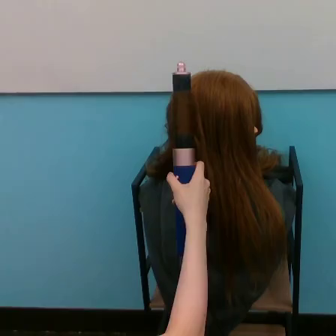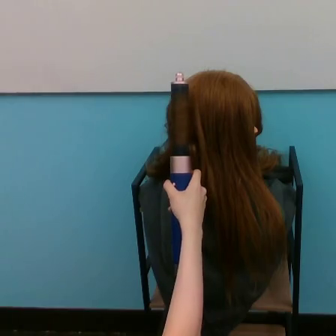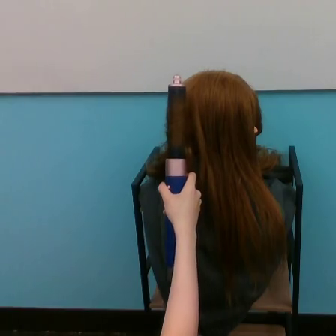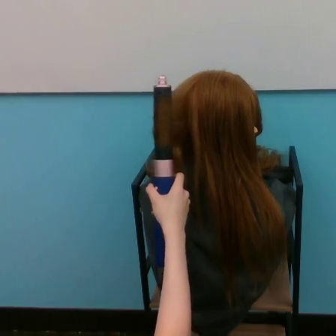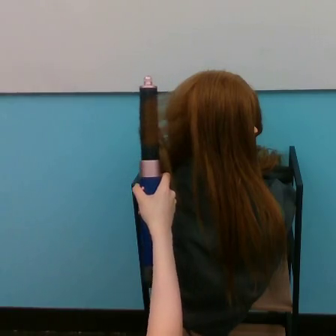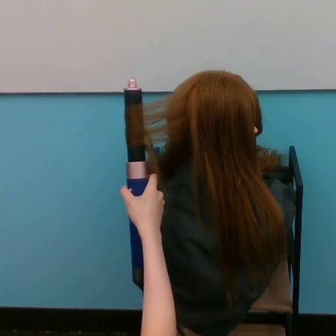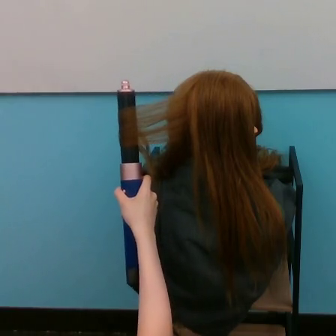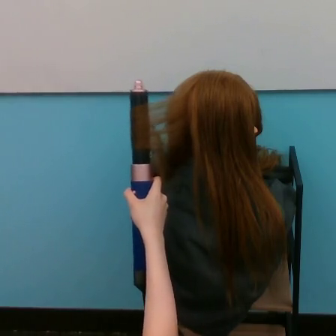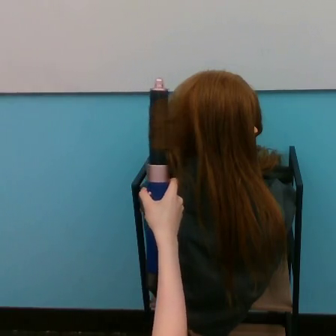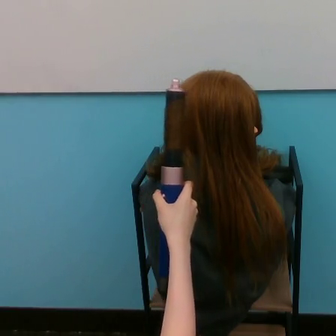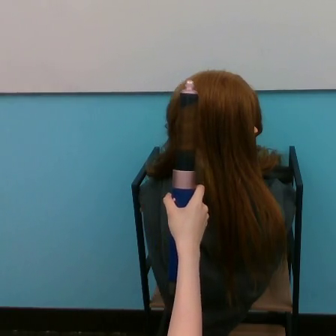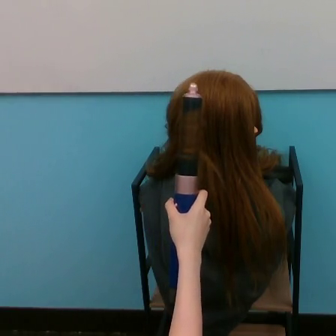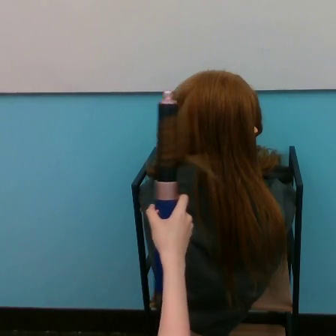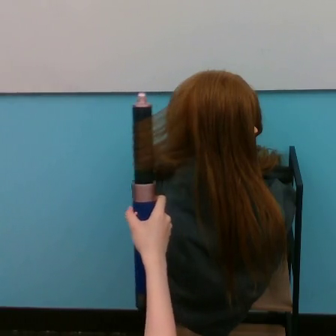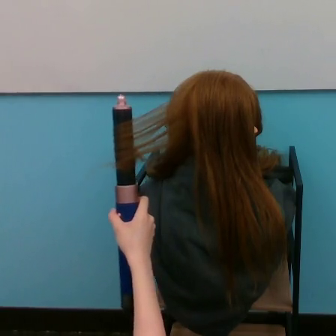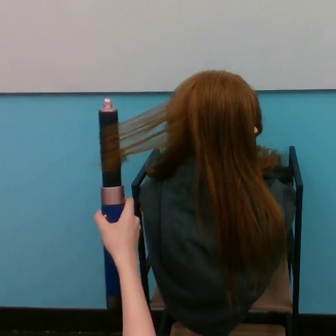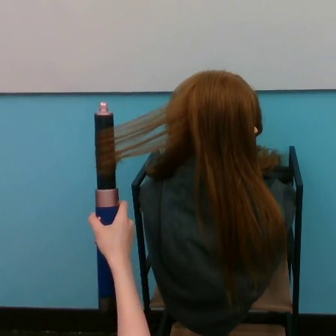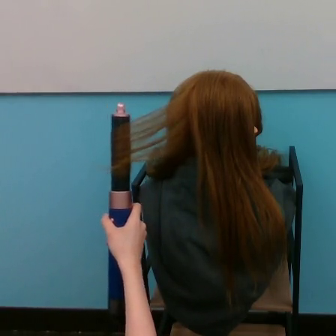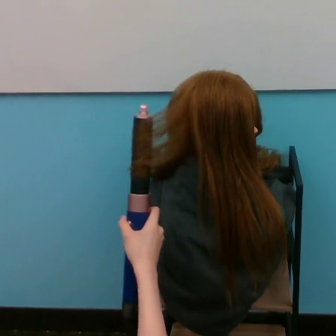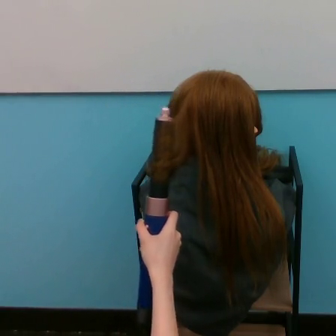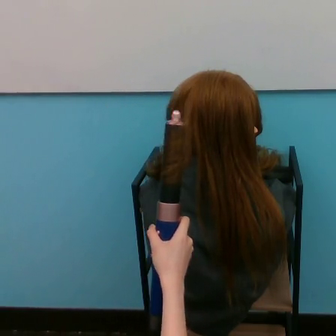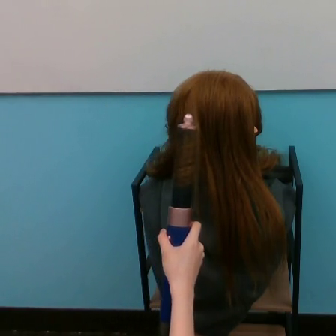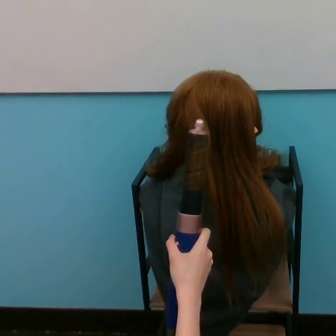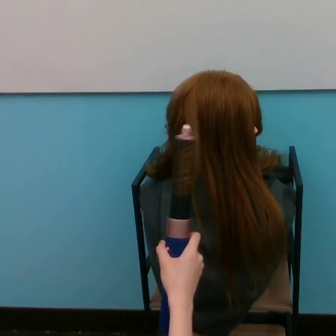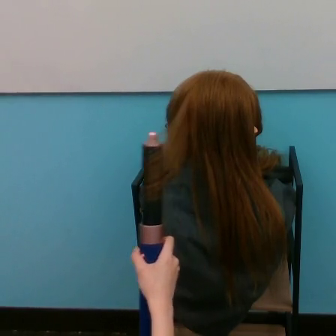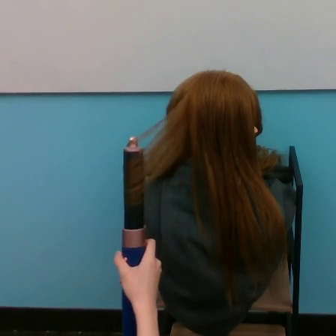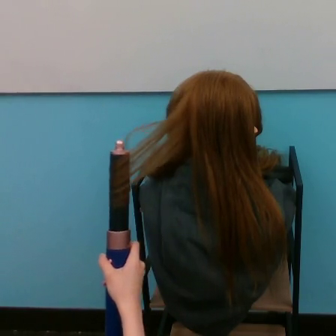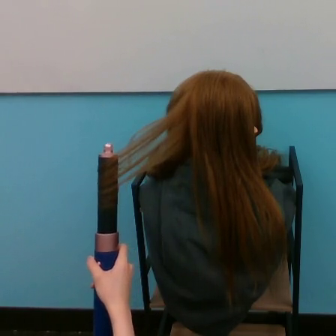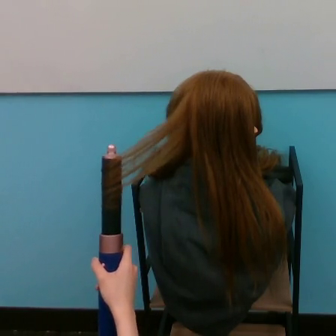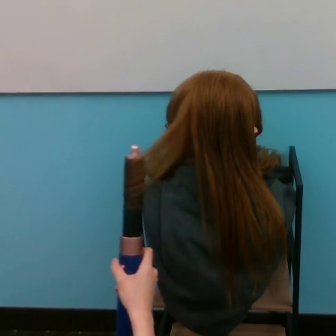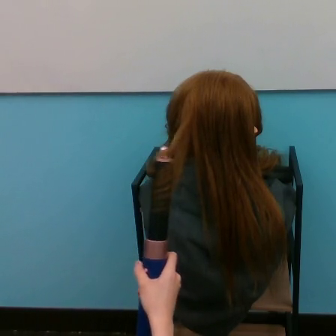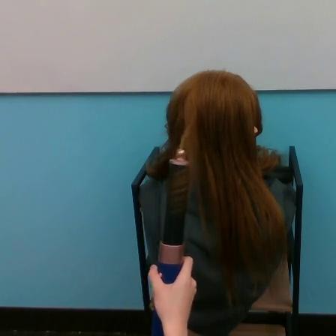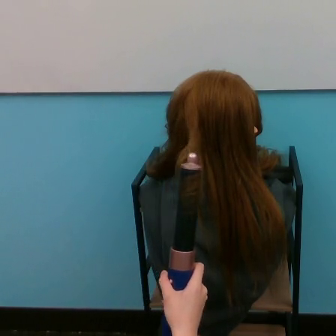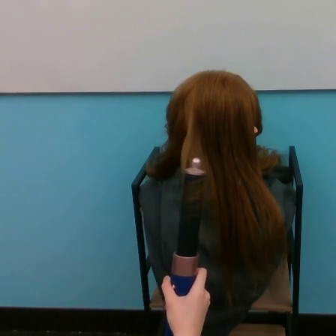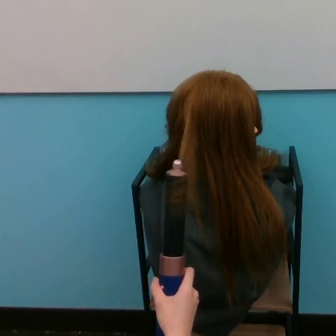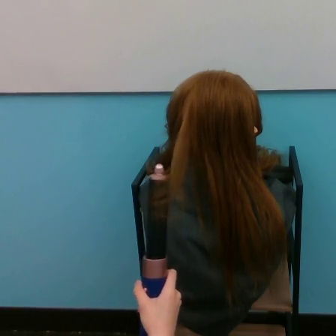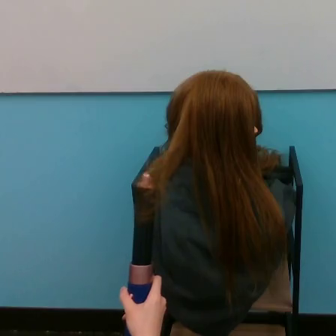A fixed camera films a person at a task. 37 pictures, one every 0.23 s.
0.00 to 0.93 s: The hand goes to the left.
0.93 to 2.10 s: The hand goes to the right.
2.10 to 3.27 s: The hand goes to the left.
3.27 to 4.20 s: The hand goes to the left, then to the right.
4.20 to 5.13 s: The hand goes to the right and downward.
5.13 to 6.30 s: The hand goes to the left.
6.30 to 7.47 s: The hand goes to the right.
7.47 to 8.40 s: The hand goes to the left.
Task: curl hair.
Motion: move downward, making horizontal oscillations to the left and to the right.
